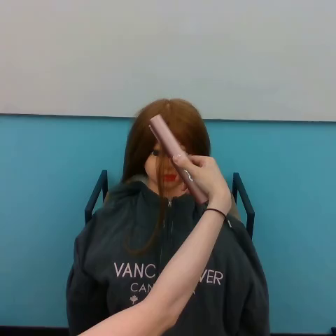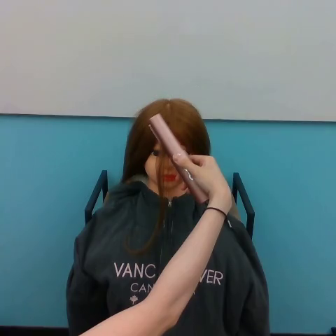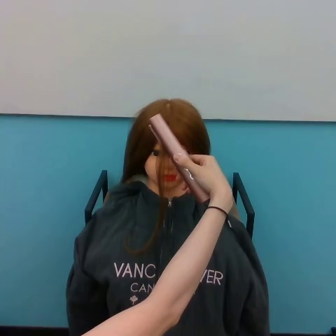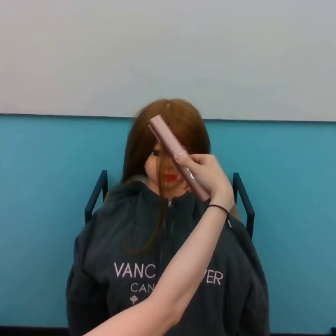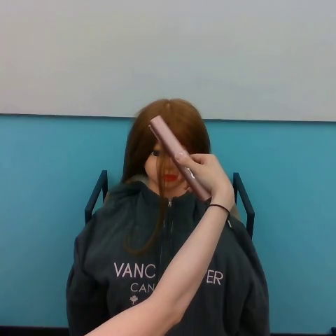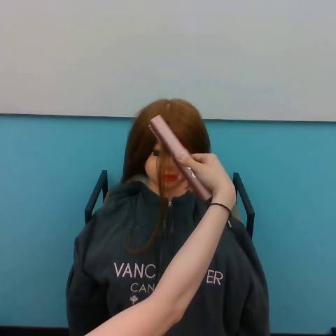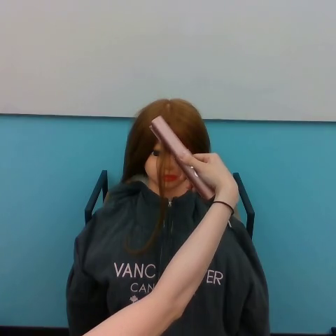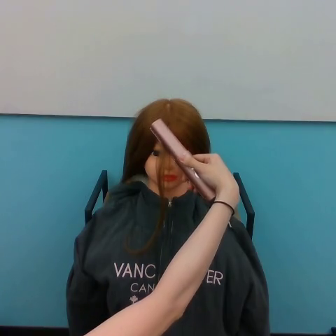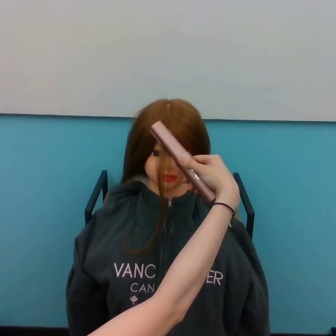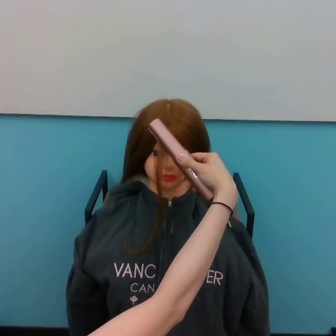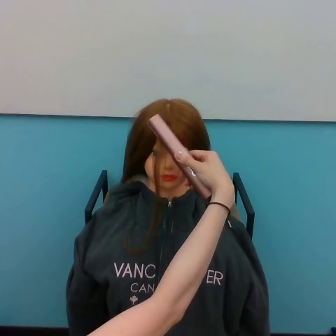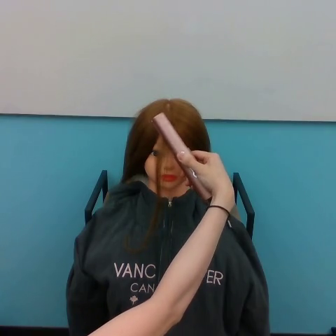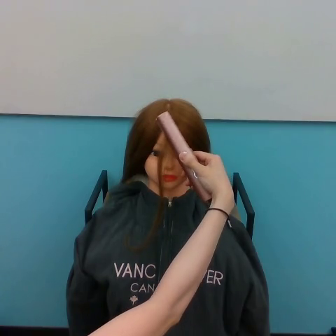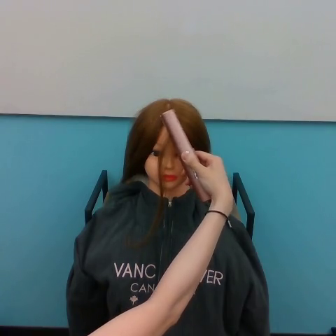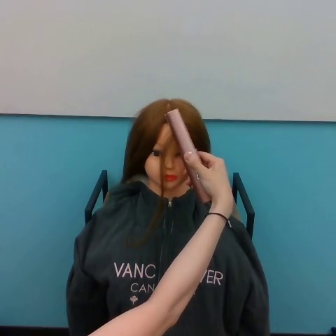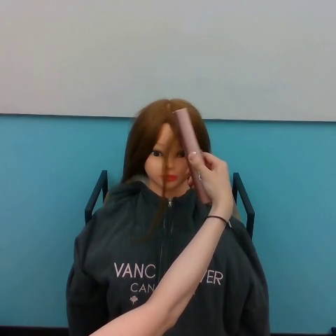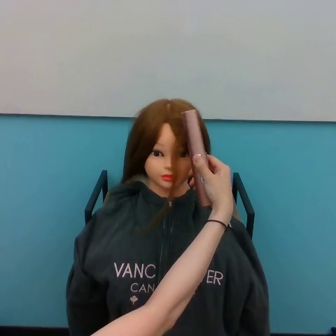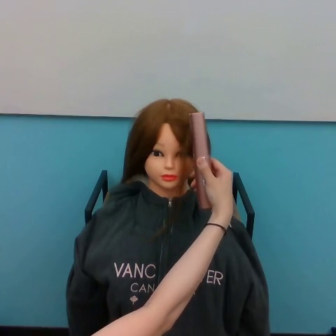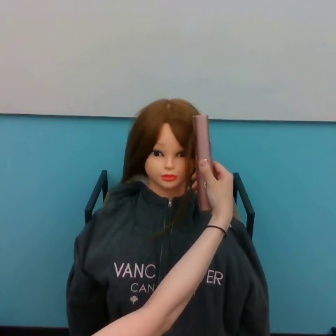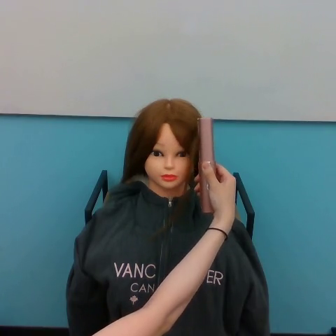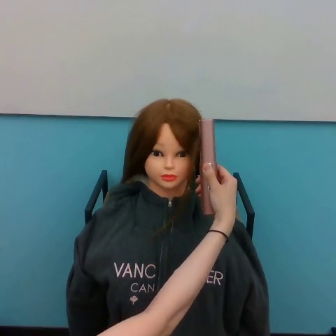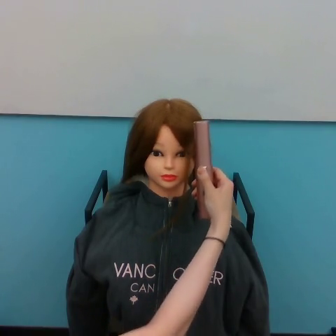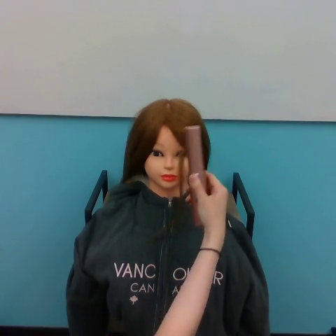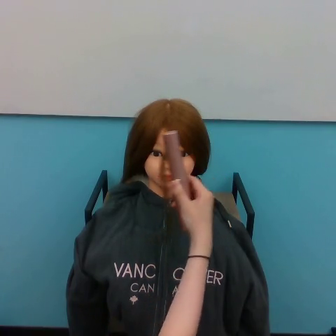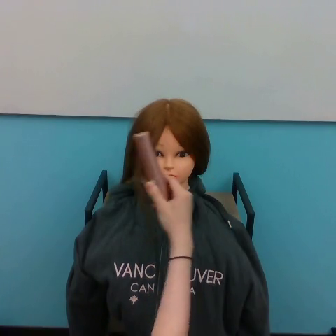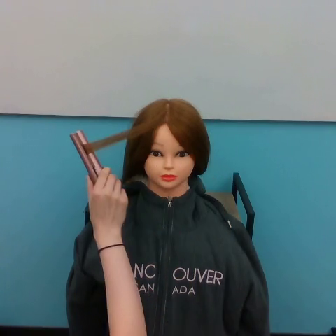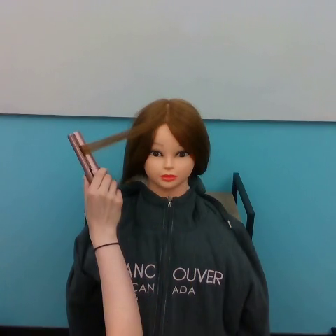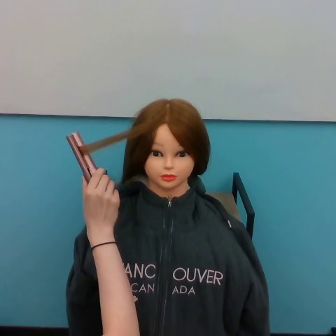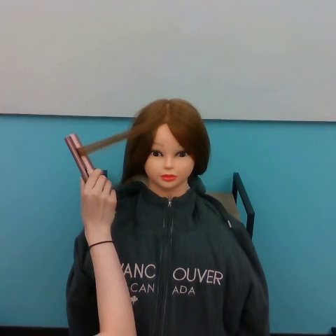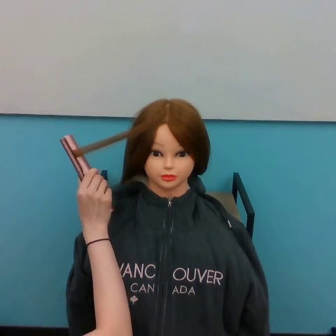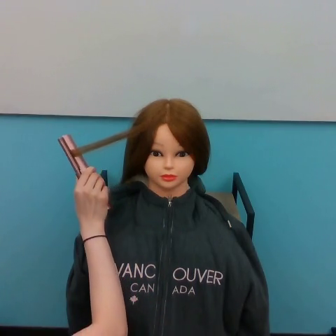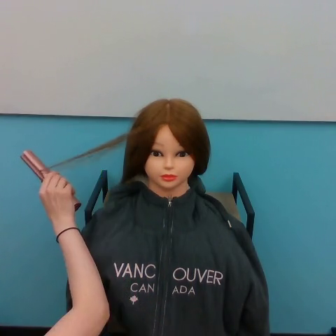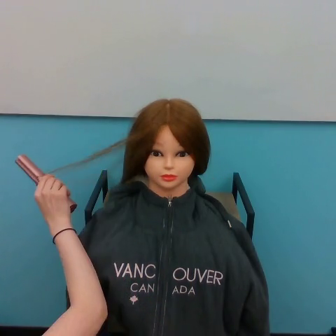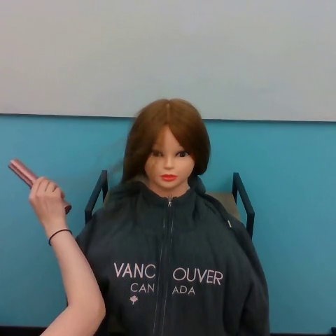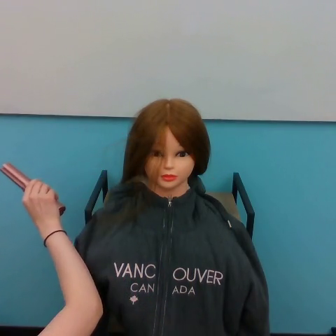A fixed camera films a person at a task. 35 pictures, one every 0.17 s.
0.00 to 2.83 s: The hand moves only a little.
2.83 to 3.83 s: The hand goes to the left and downward, on a clockwise arc.
3.83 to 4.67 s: The hand goes to the left.
4.67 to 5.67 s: The hand goes to the left.
Task: straighten hair.
Motion: move downward and to the right shortly, then move to the left.
